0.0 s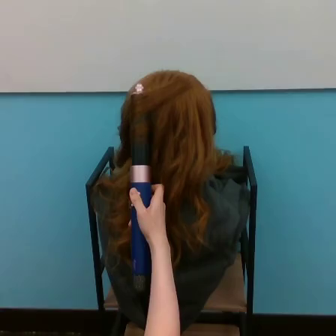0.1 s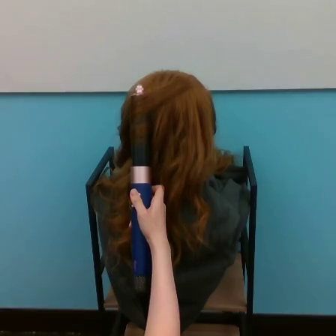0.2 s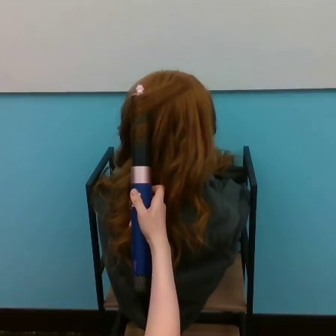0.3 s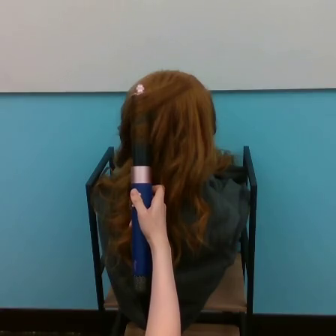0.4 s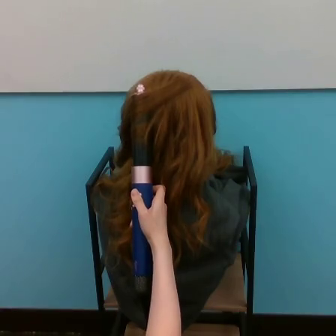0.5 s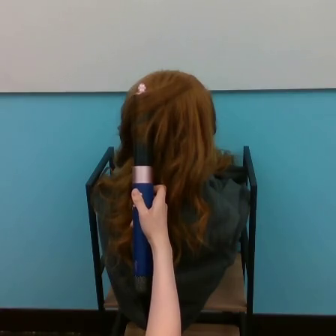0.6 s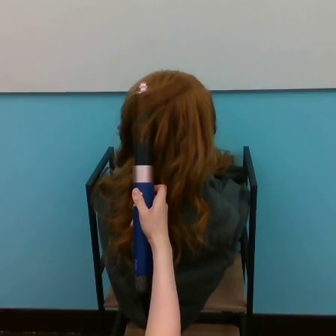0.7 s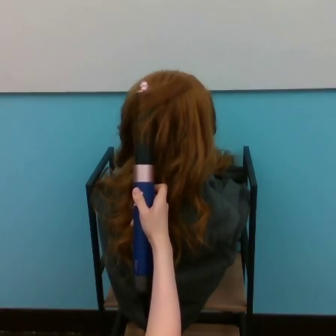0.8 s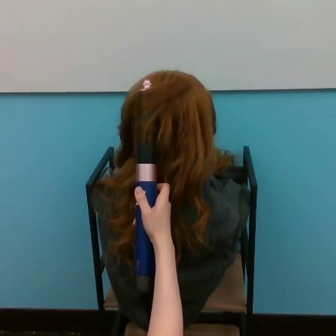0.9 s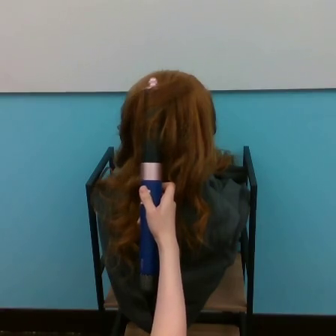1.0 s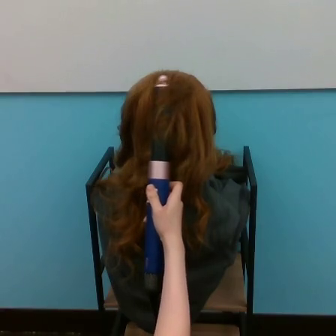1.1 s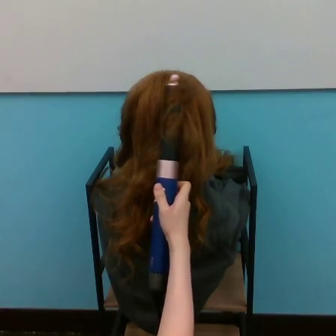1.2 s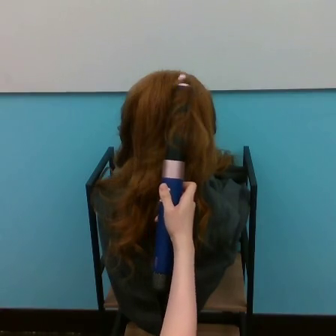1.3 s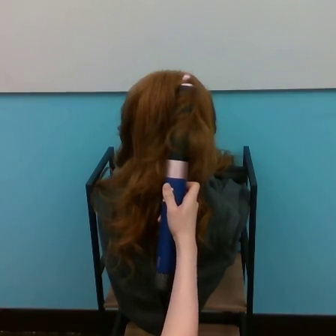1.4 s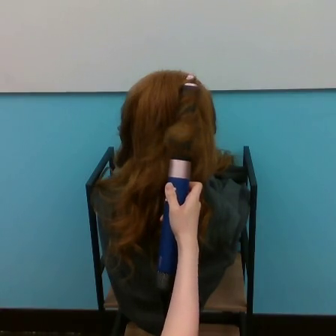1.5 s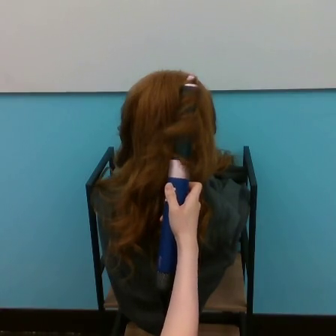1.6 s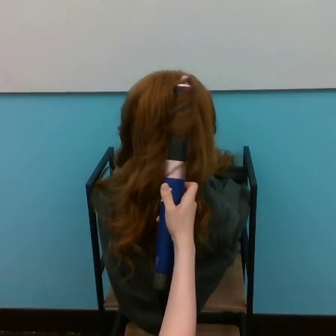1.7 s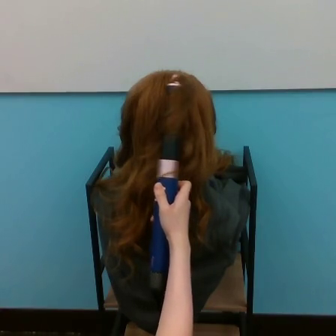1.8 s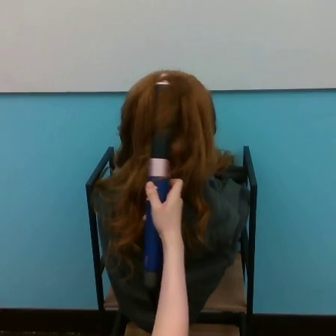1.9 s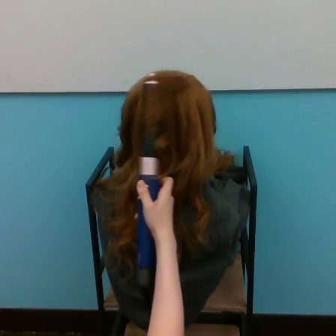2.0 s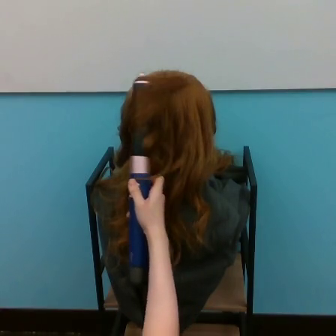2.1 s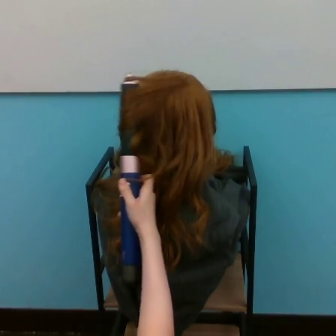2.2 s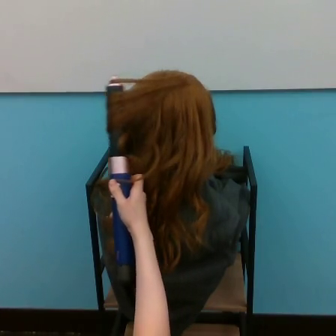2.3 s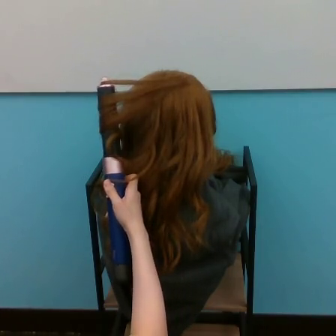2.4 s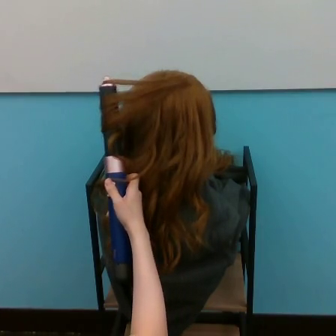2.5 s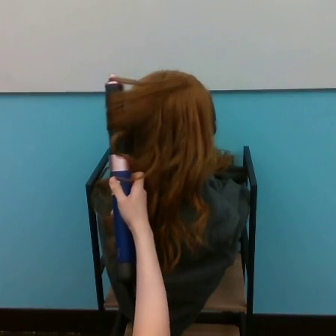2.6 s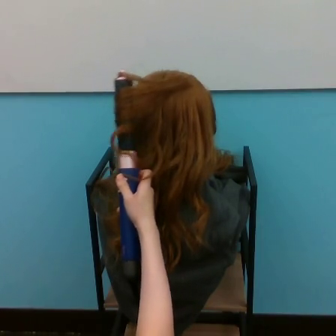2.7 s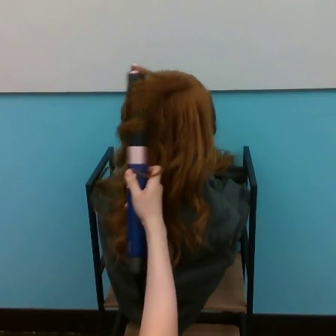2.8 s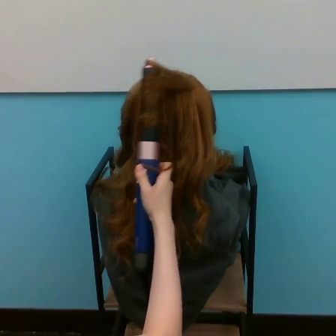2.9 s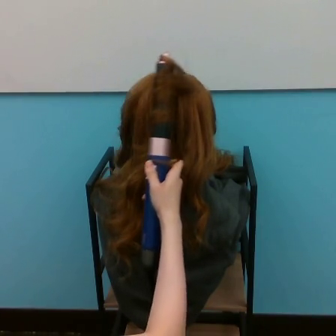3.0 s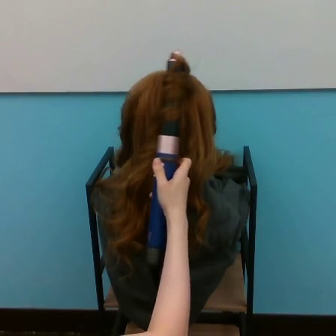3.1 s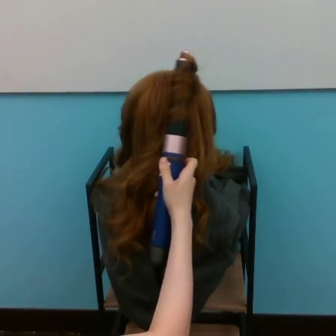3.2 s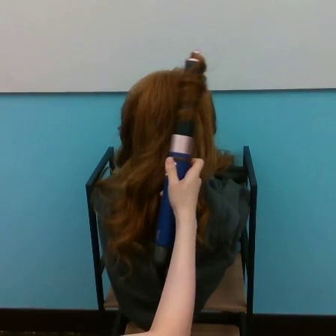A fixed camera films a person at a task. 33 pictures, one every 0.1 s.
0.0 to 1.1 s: The hand goes to the right.
1.1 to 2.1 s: The hand goes to the left.
2.1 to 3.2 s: The hand goes to the right.
Task: curl hair.
